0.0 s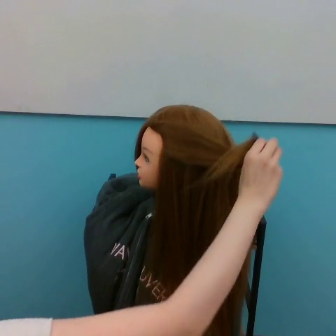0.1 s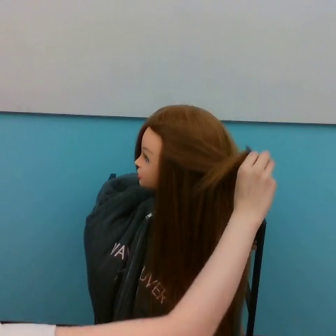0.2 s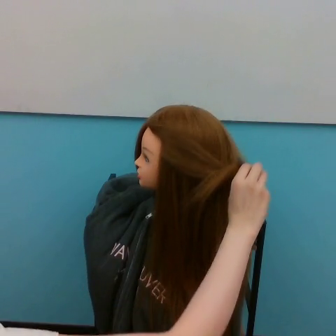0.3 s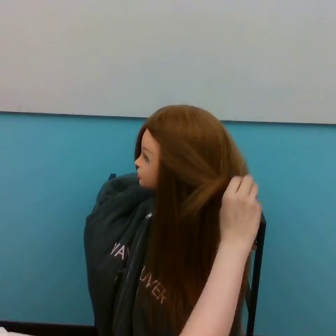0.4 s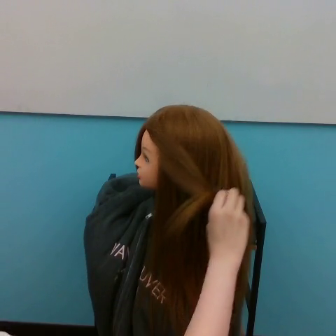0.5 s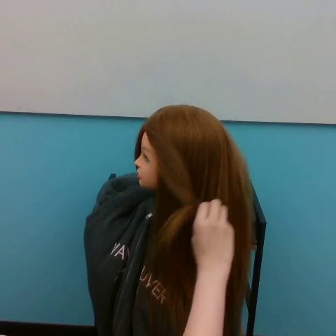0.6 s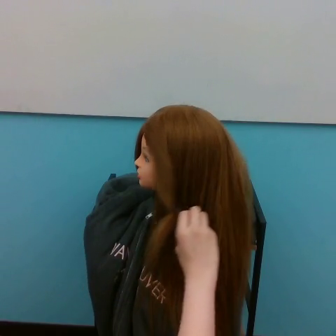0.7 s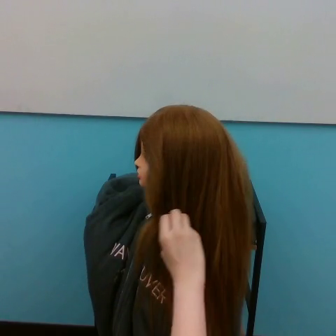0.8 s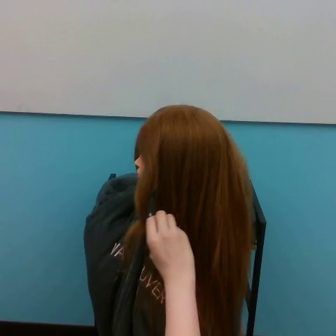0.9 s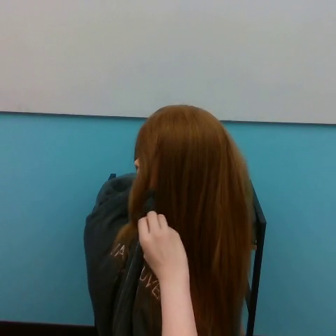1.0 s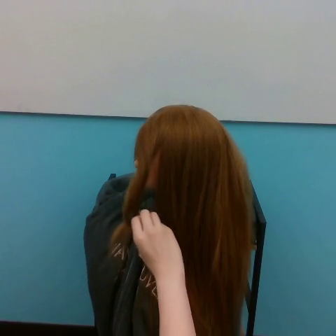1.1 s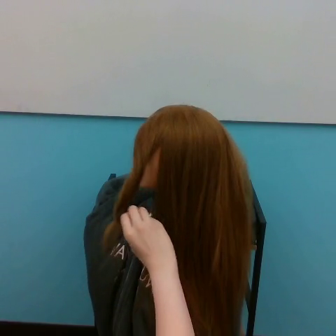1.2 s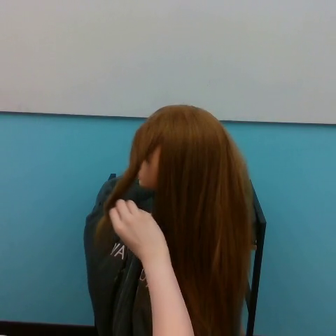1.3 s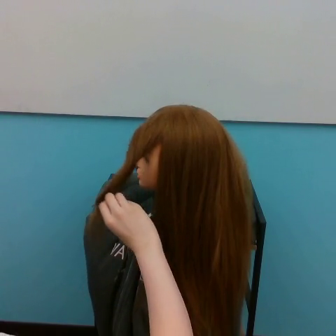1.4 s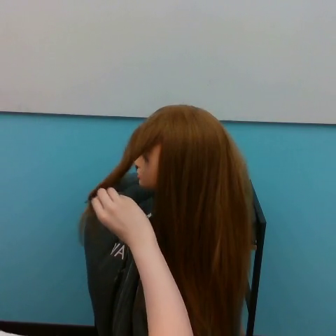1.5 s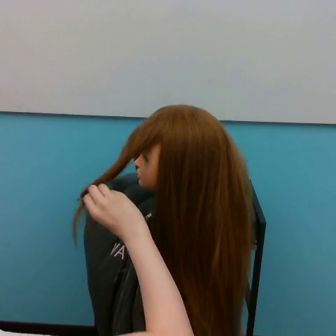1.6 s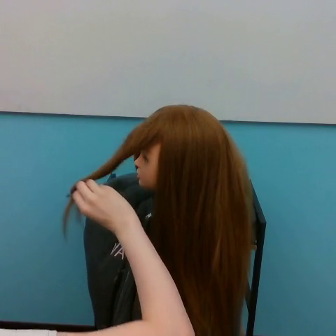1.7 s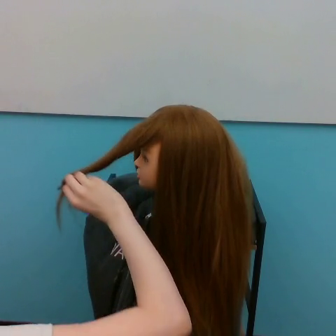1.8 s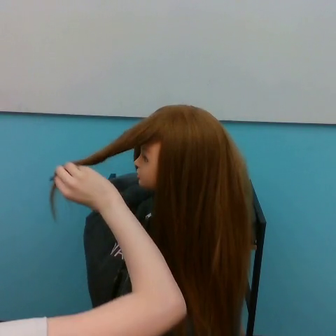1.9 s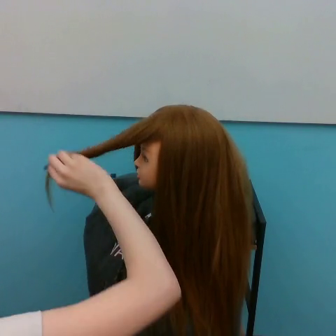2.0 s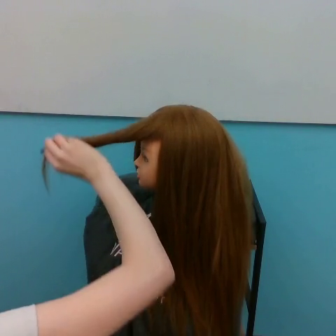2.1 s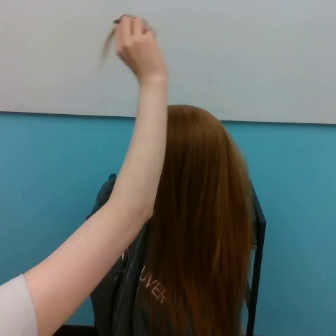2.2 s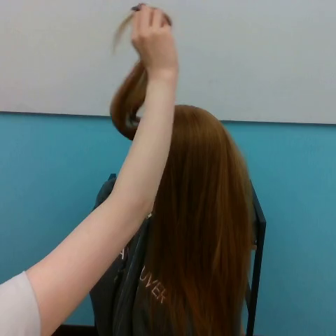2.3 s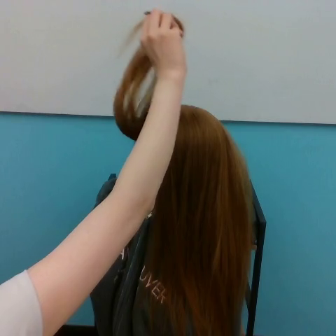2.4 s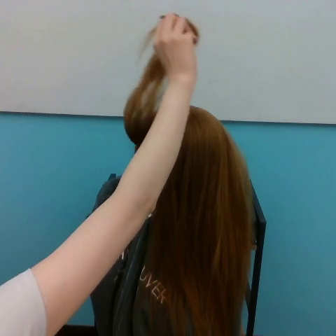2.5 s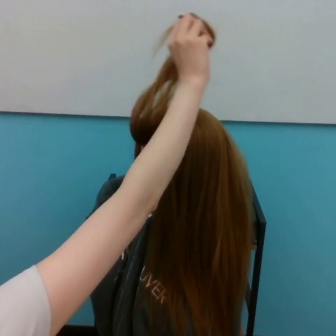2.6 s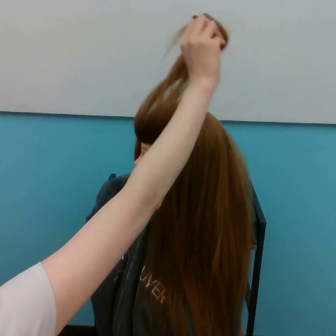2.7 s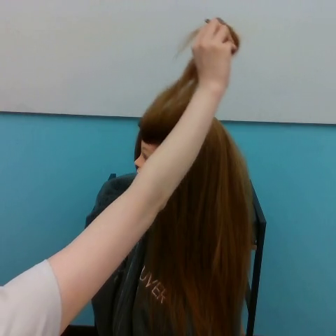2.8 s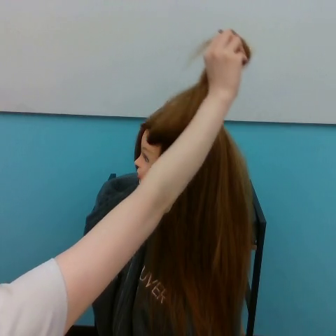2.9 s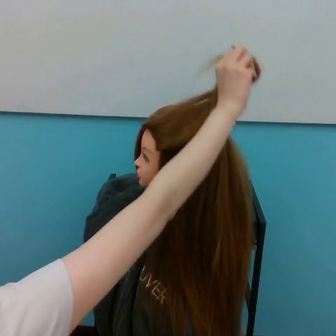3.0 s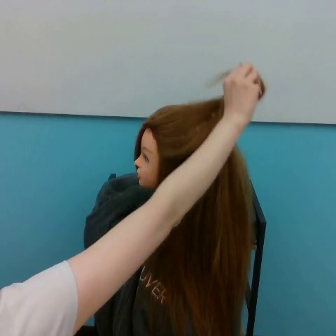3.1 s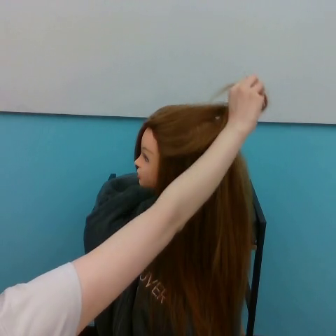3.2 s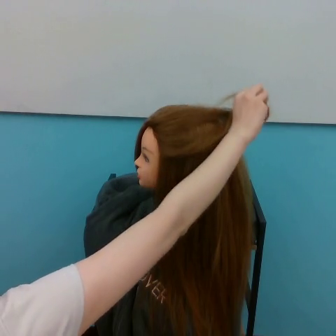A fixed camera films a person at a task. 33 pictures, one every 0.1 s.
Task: tidy side hair.
0.0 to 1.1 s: The hand goes to the left and downward, on a clockwise arc.
1.1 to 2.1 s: The hand goes upward.
2.1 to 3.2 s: The hand goes to the right and downward.
